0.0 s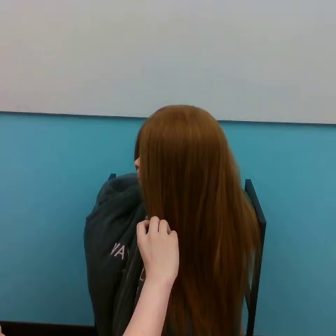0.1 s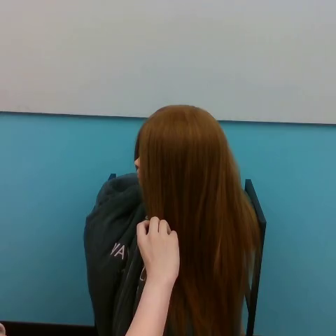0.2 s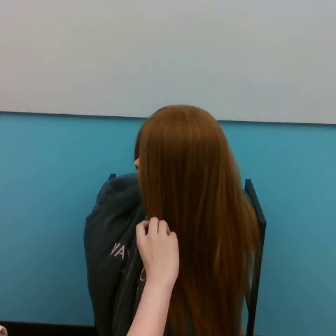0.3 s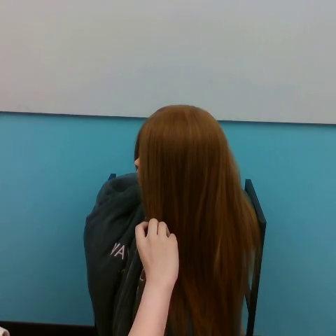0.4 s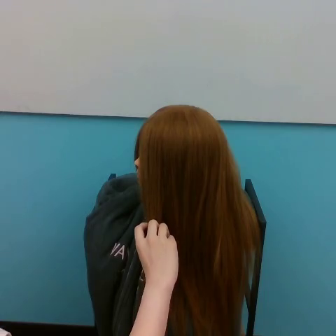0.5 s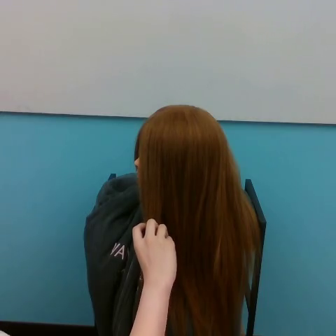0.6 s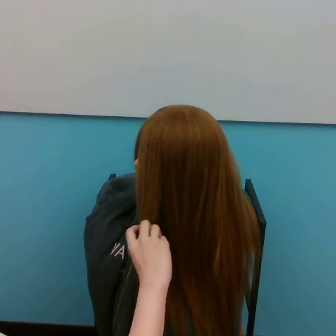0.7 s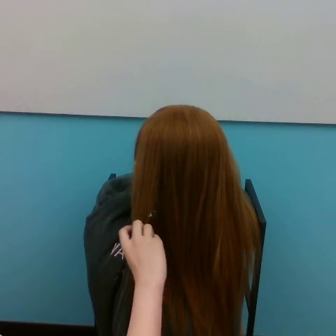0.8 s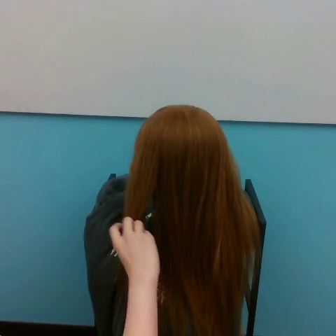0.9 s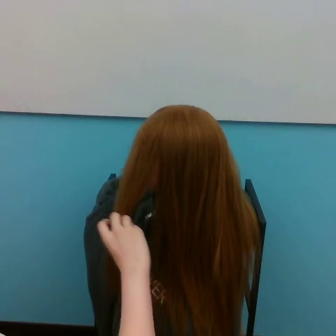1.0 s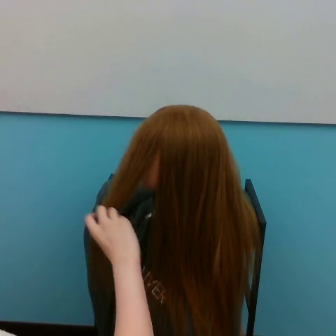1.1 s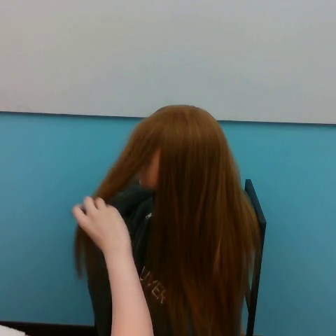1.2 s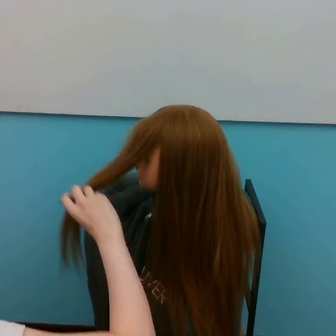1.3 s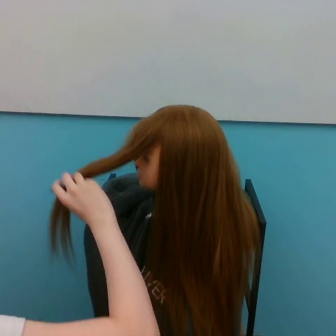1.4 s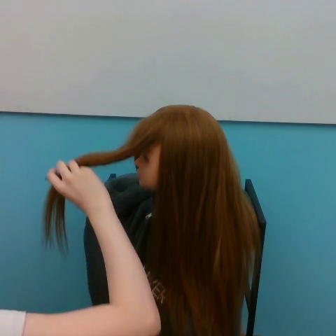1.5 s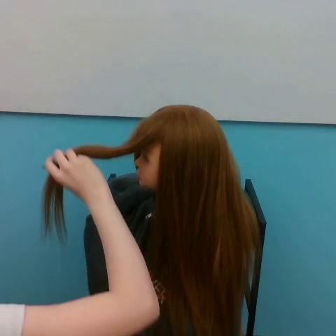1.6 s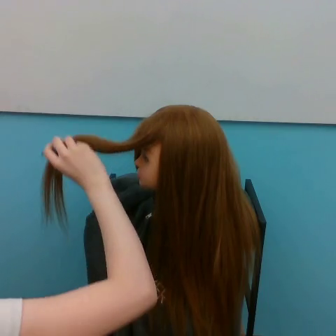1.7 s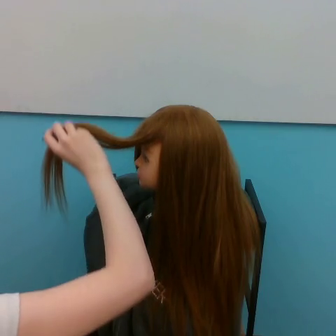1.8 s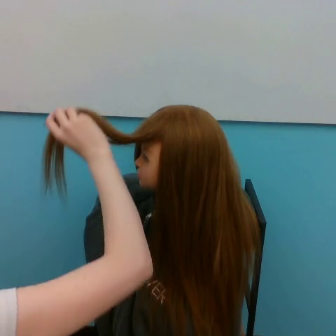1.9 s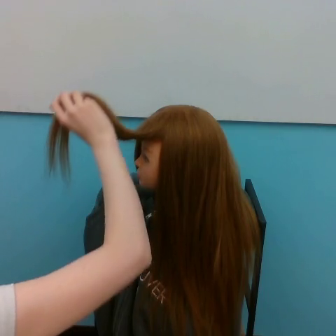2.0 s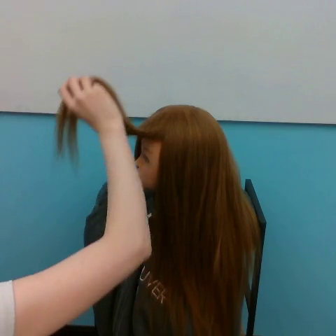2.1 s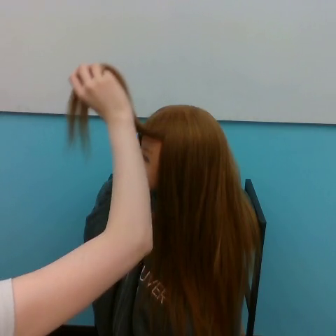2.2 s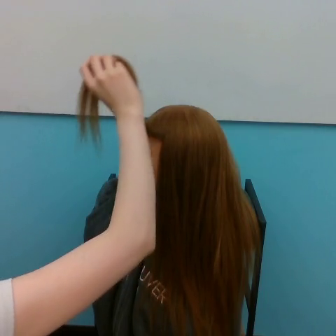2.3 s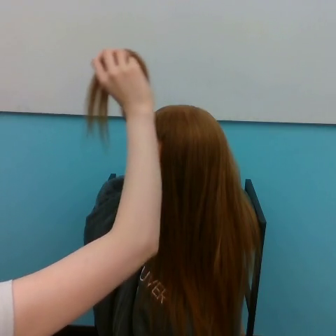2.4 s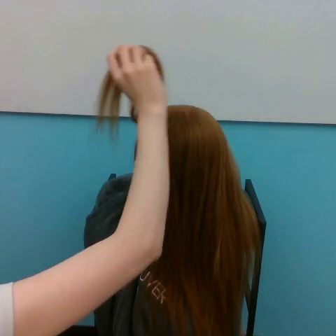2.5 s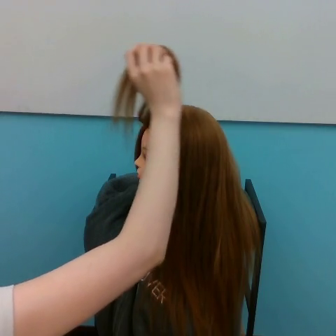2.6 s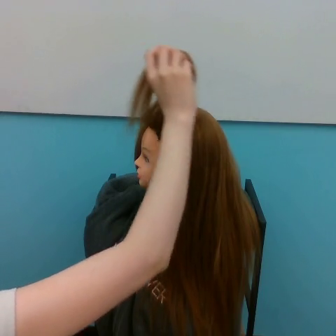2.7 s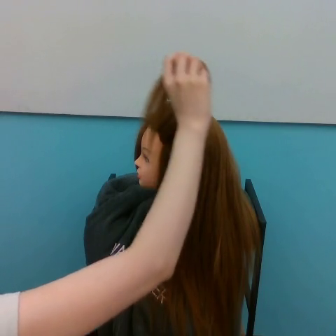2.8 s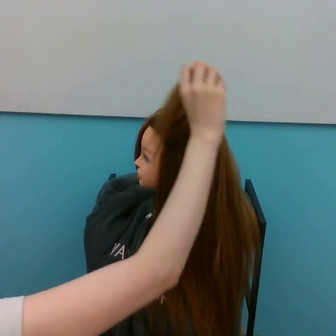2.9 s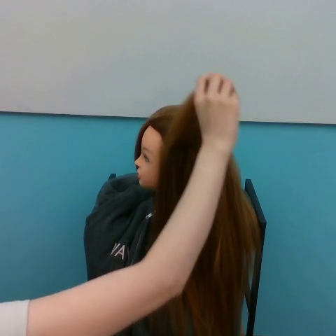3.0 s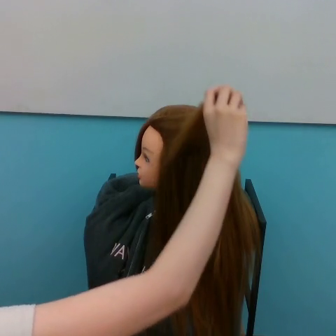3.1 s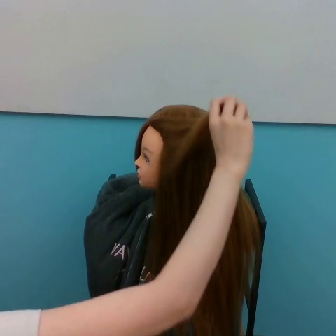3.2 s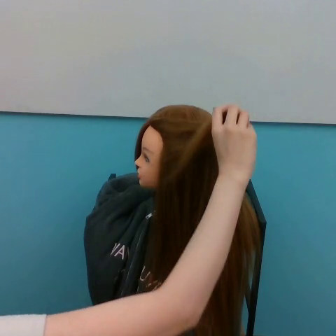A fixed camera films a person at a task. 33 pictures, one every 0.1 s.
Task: tidy side hair.
0.0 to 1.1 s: The hand goes to the left.
1.1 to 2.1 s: The hand goes upward.
2.1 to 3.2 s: The hand goes to the right, on a clockwise arc.
